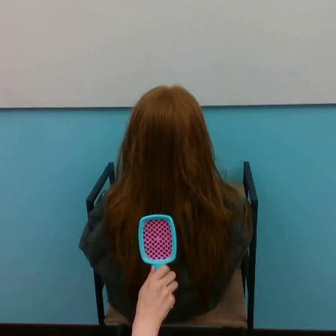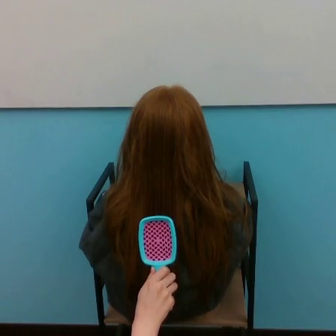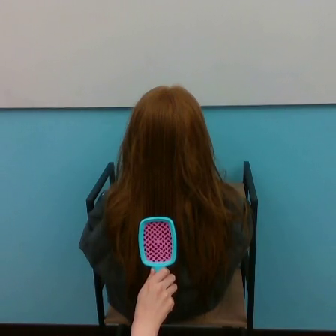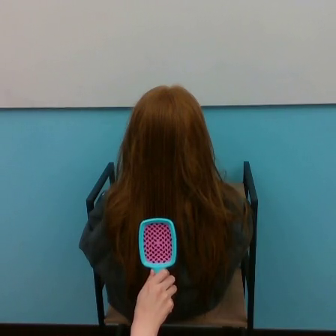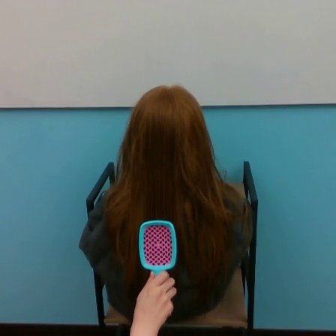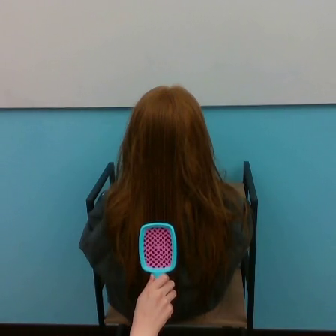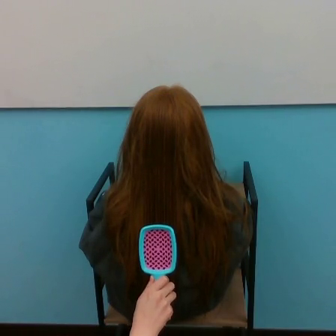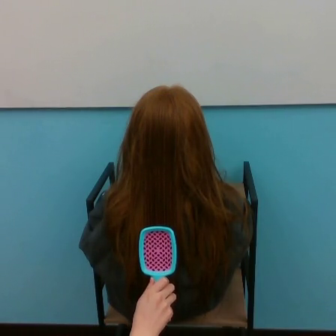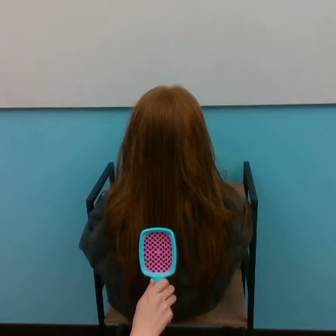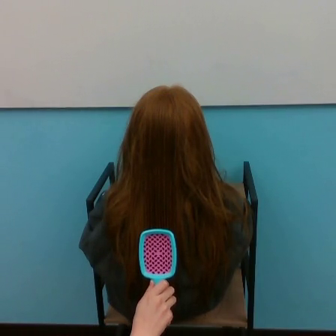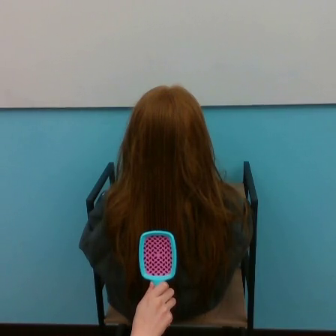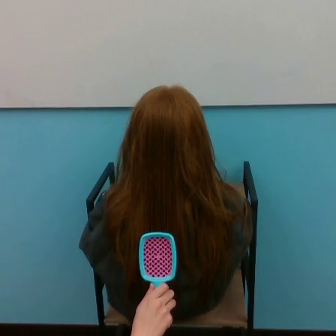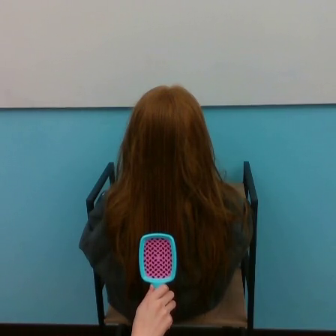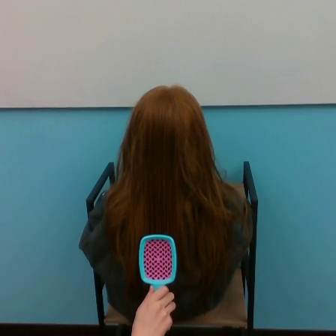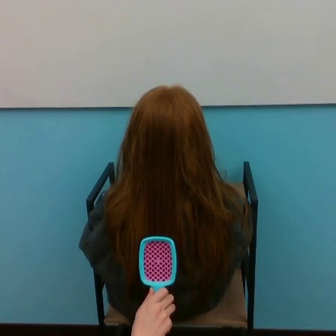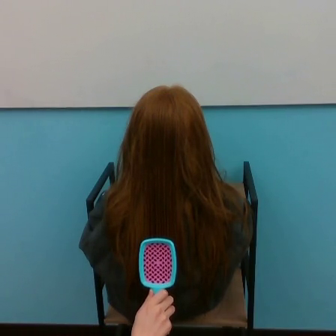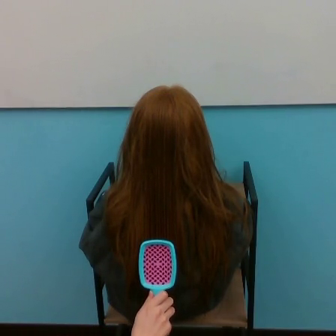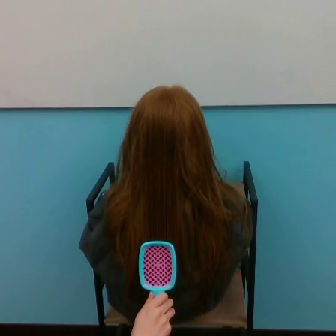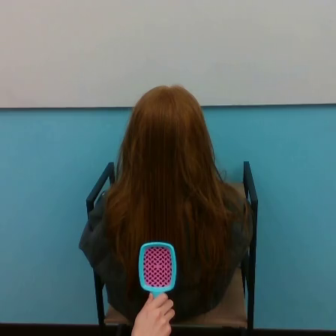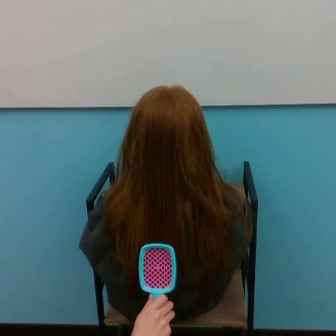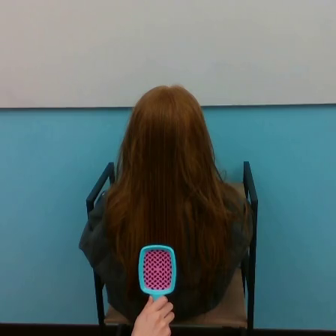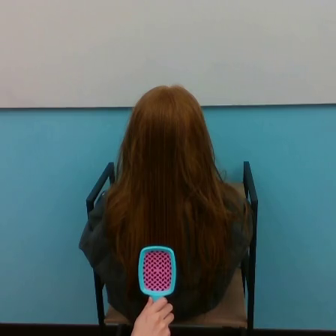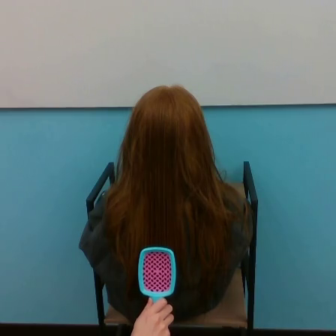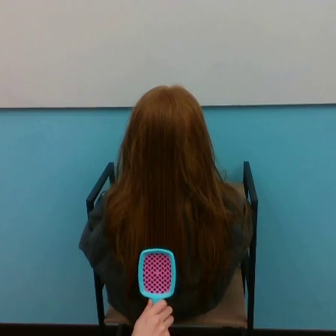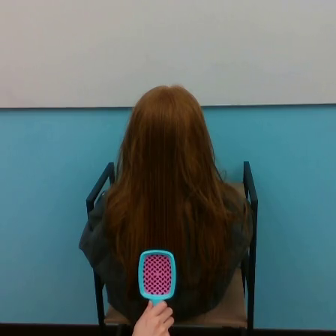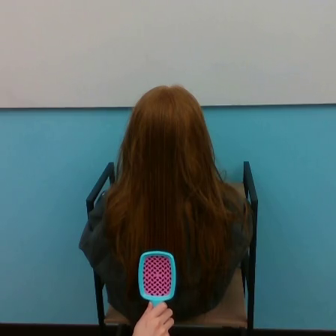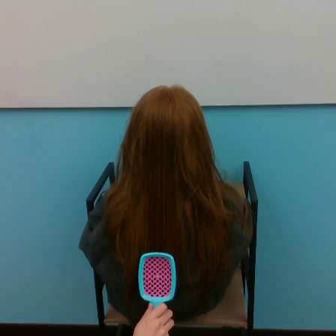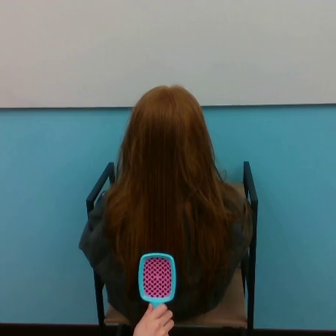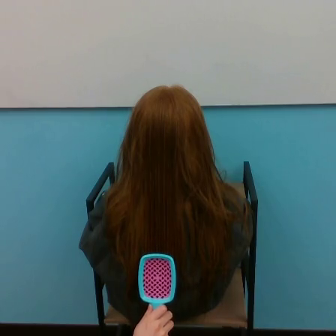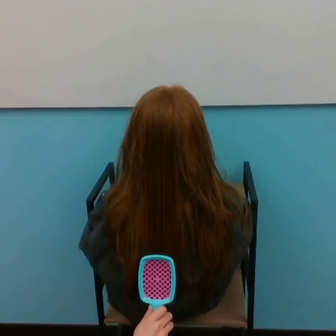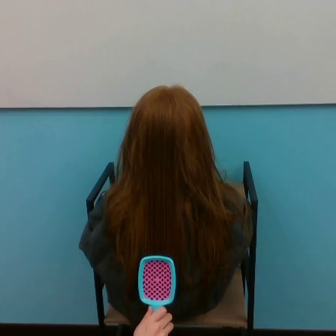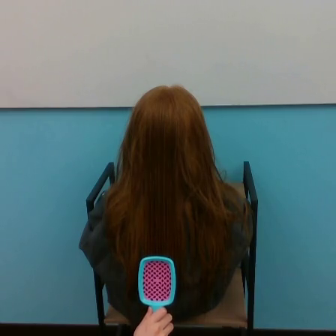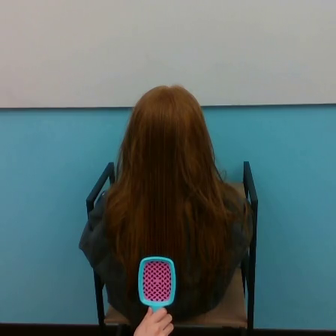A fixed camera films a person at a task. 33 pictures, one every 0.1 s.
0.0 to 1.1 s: The hand goes downward.
1.1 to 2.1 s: The hand goes downward.
2.1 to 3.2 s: The hand stays where it is.
Task: brush hair.
